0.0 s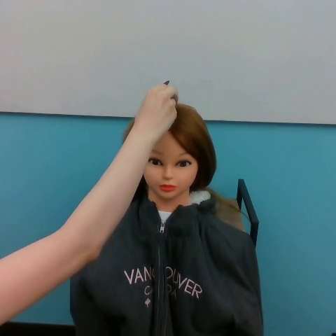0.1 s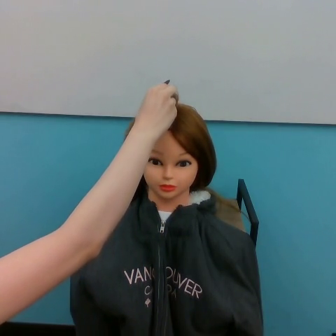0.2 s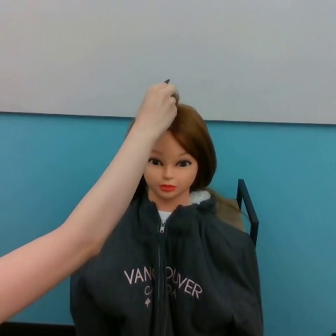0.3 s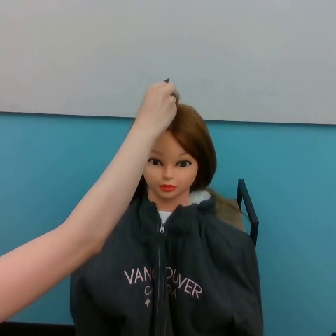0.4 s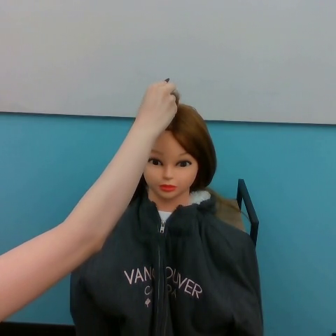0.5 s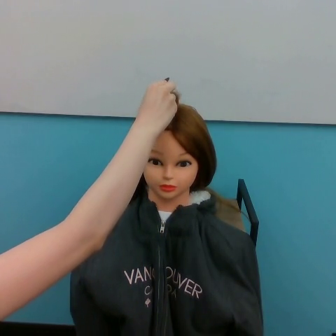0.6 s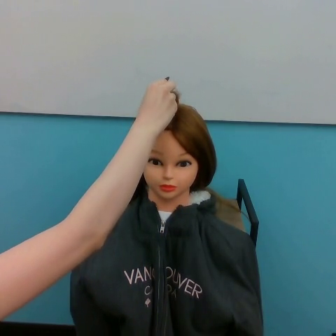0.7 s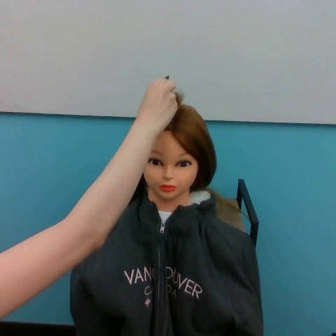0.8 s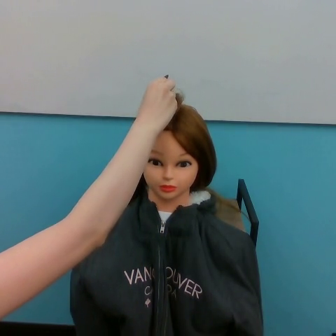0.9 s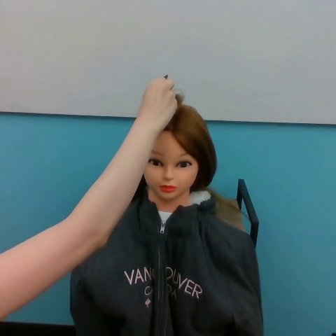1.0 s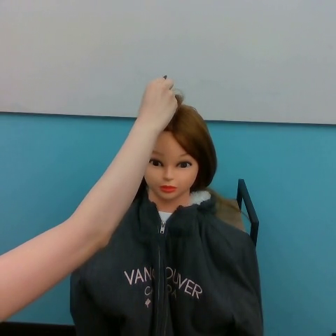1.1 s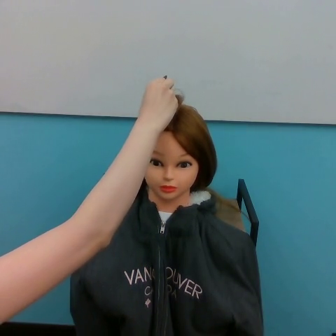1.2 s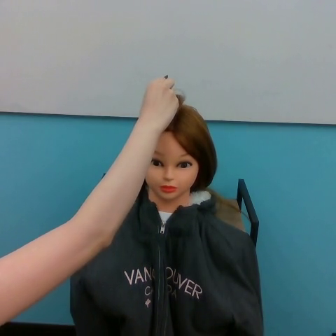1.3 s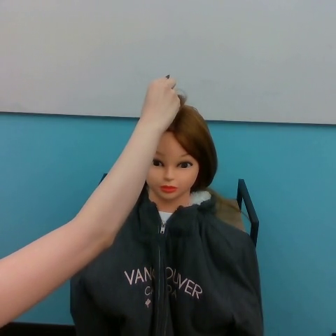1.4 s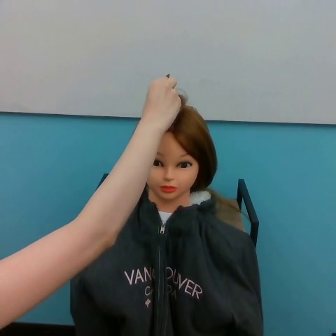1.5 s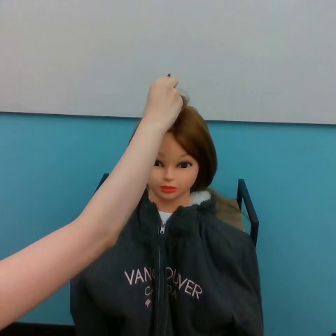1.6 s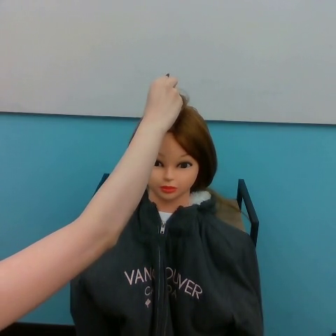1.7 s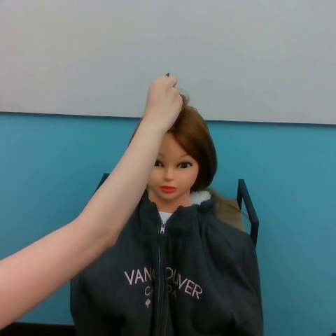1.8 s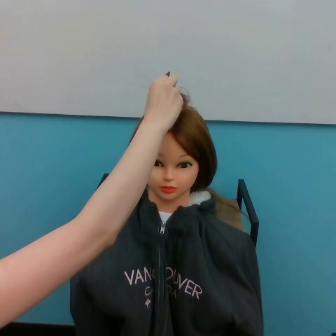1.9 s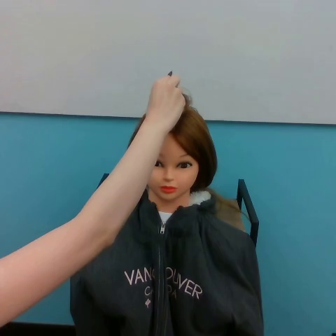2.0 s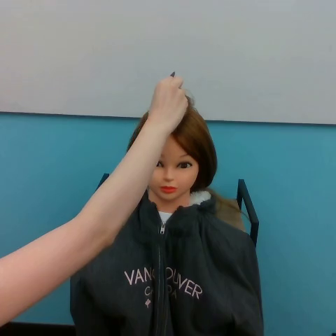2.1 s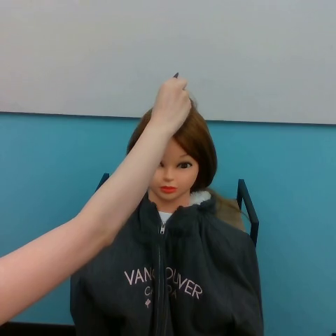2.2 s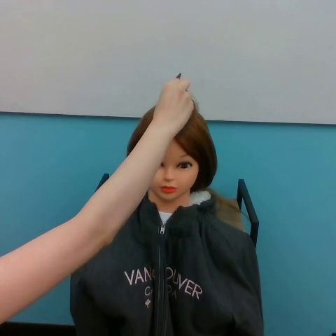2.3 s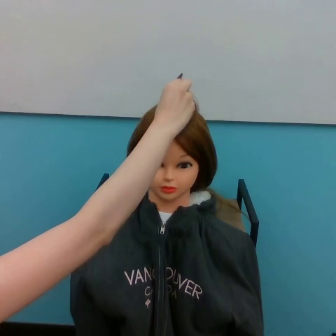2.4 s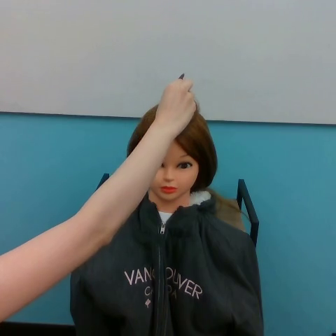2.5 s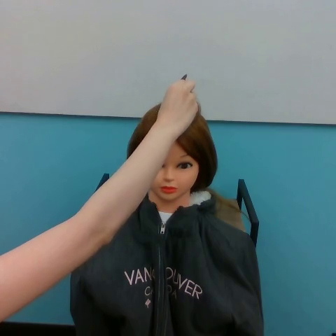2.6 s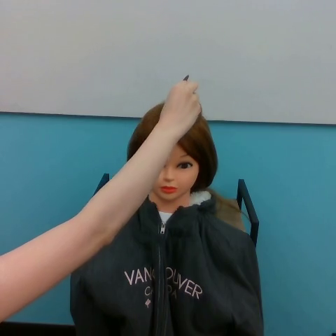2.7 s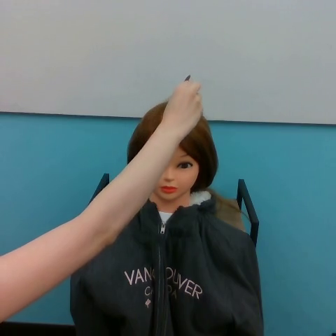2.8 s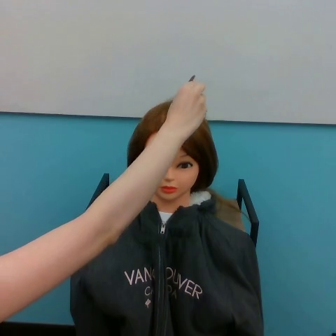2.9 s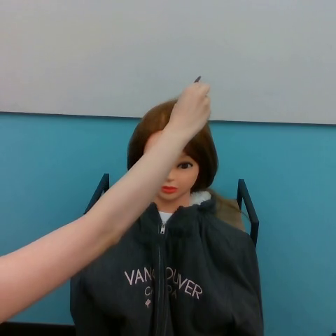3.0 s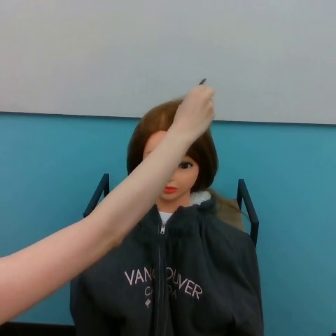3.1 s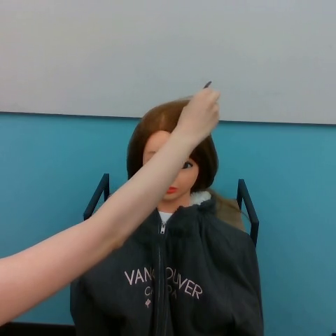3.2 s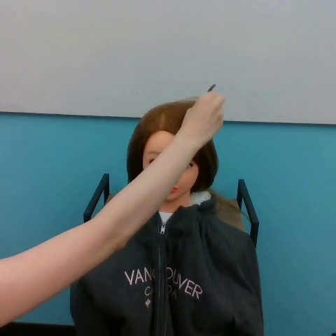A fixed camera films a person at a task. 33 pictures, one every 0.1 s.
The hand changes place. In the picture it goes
to the right.
0.0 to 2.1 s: The hand moves only a little.
2.1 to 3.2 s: The hand goes to the right and downward.
Task: part hair.
